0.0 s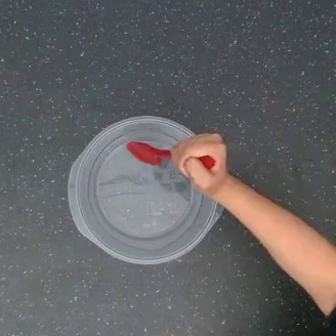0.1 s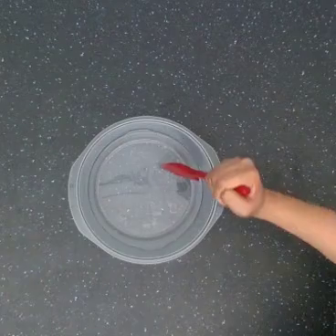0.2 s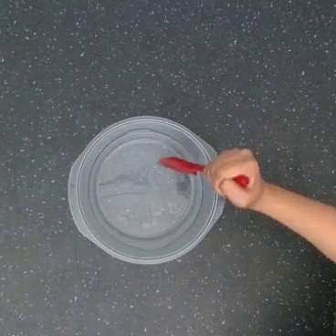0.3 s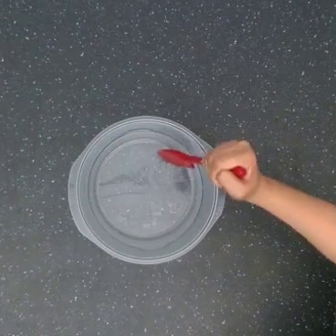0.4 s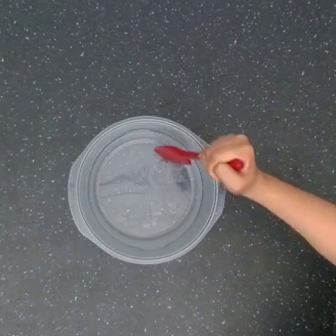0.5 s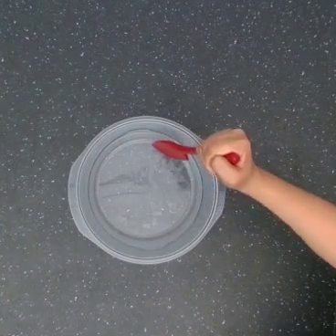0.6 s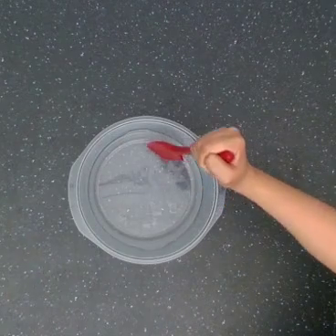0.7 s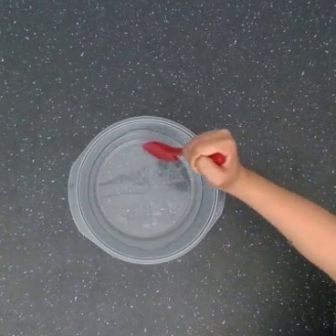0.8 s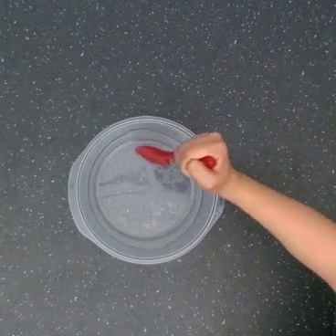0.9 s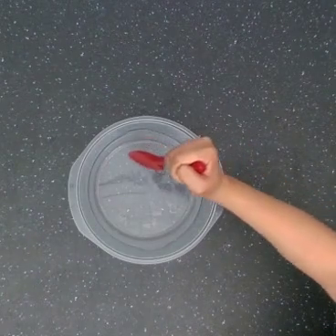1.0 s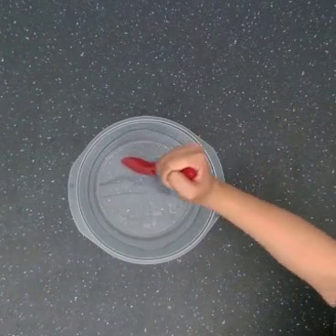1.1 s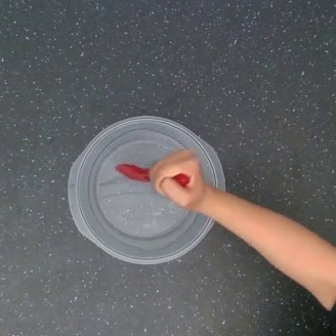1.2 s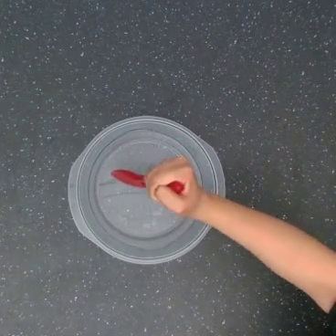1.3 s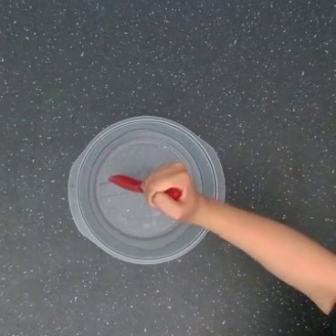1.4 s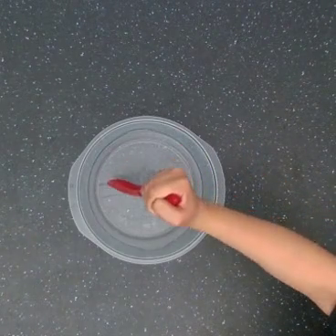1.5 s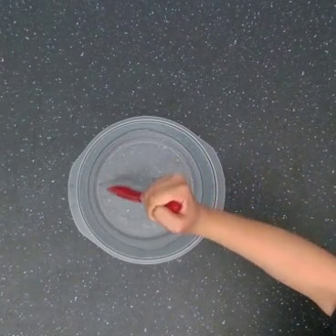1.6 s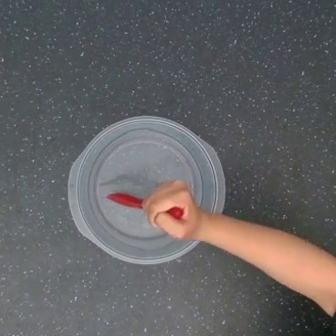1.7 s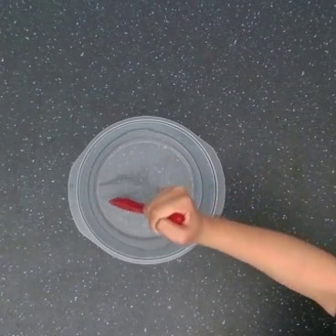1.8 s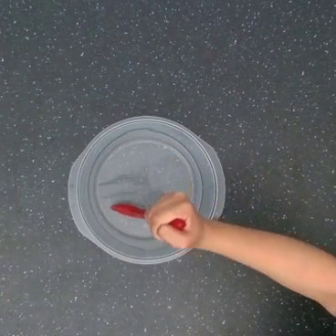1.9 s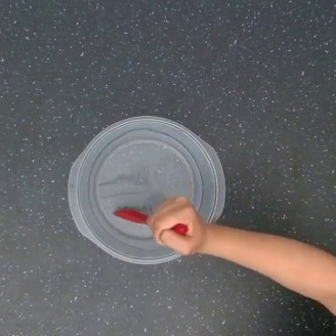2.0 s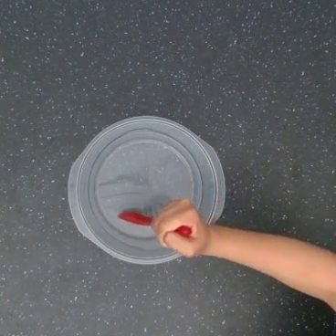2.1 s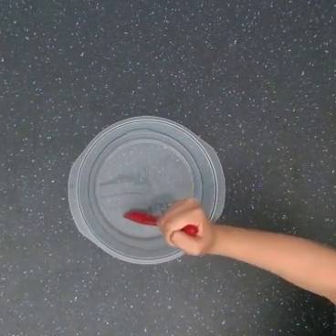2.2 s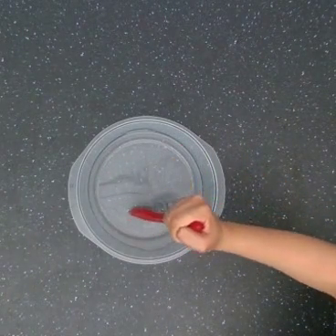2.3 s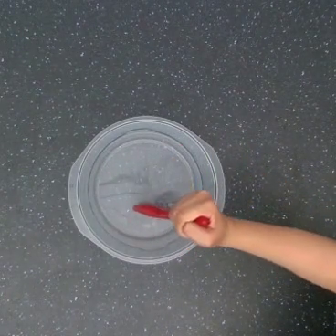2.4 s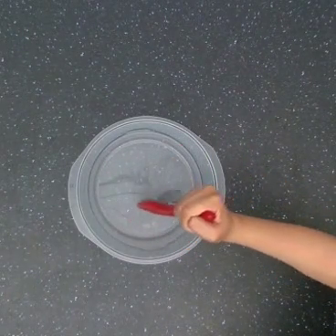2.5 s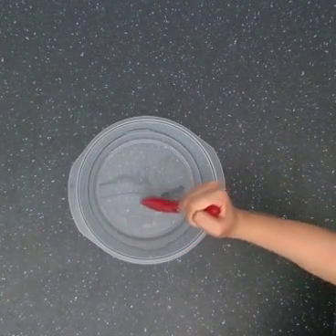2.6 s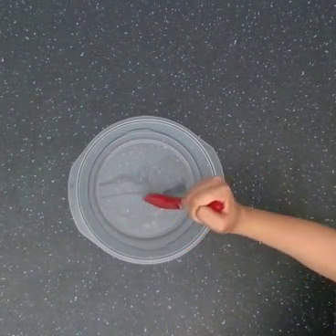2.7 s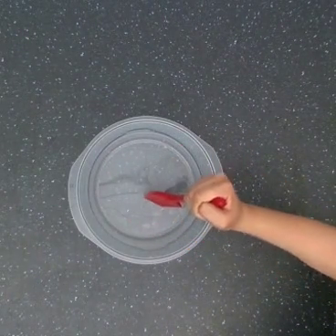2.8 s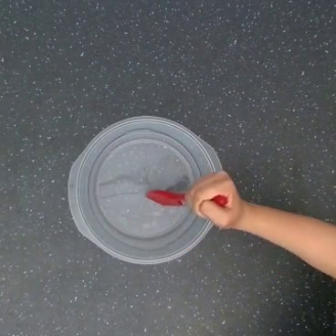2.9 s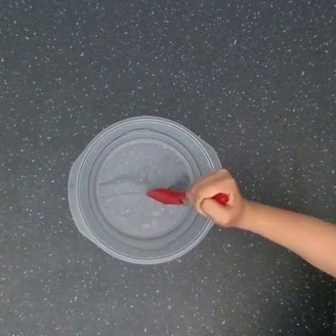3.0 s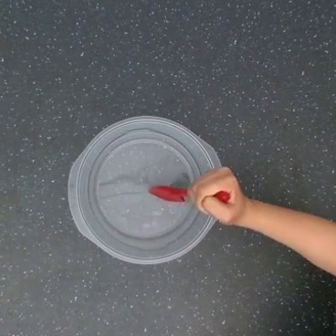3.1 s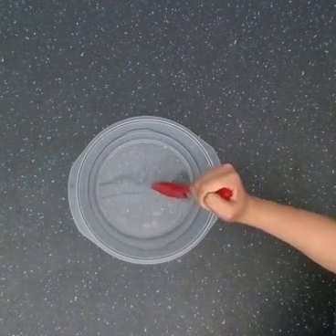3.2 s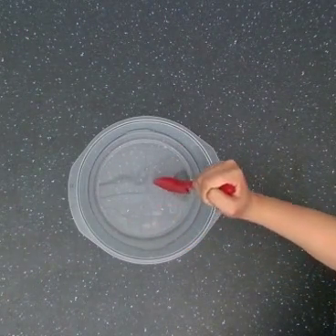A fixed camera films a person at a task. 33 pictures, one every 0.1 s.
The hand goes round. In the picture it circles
counterclockwise.
0.0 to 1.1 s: The hand goes to the right and downward, then to the left.
1.1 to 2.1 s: The hand goes downward, on a counterclockwise arc.
2.1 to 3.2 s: The hand goes upward and to the right.
In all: It circles counterclockwise, turning through about 450 degrees.
Task: stir.
Motion: make a circular motion counter-clockwise.
